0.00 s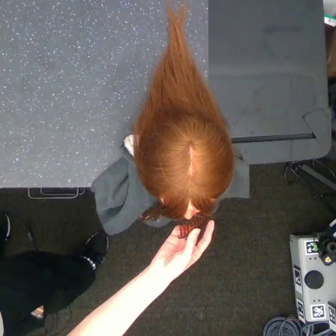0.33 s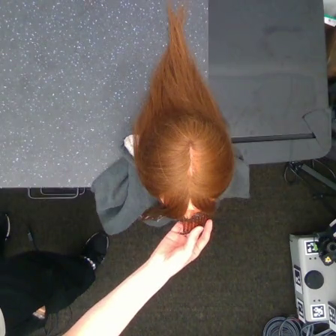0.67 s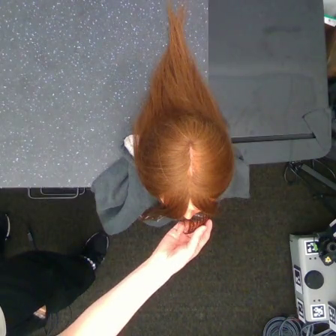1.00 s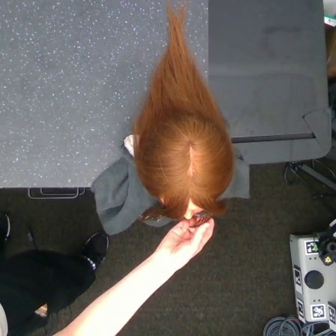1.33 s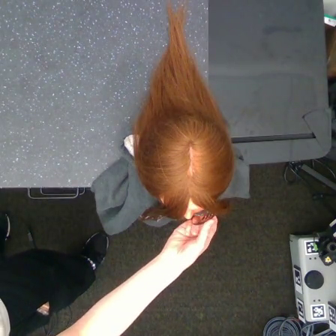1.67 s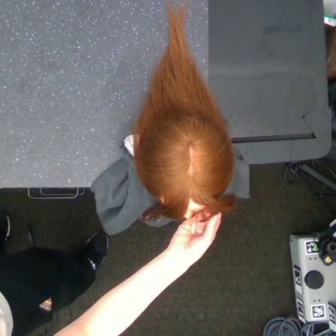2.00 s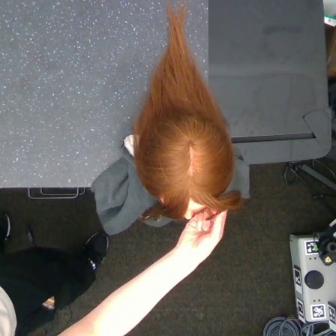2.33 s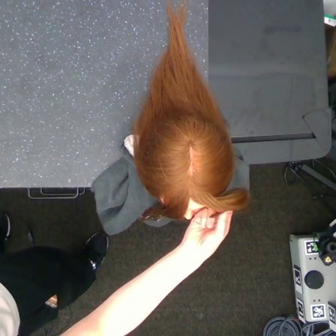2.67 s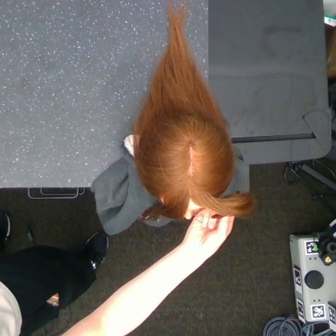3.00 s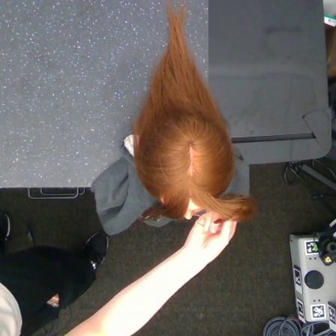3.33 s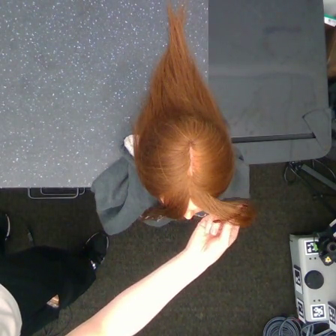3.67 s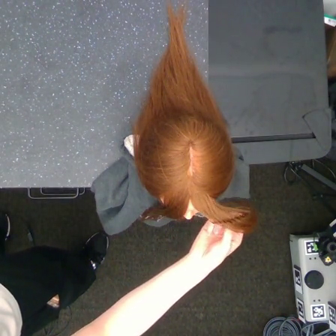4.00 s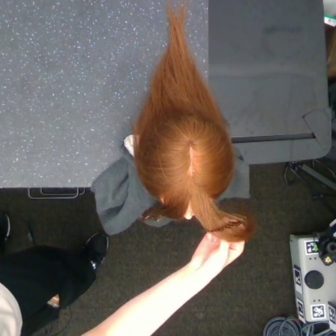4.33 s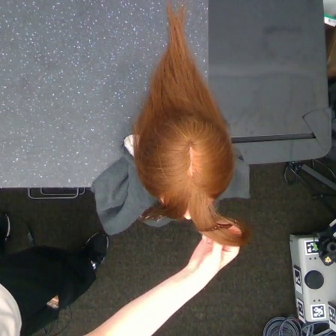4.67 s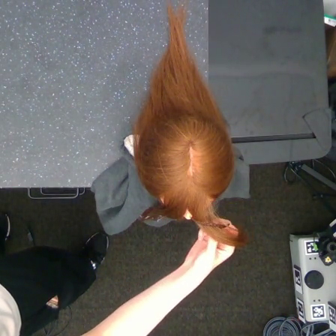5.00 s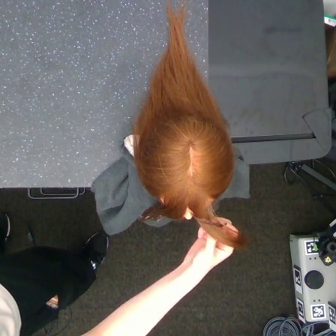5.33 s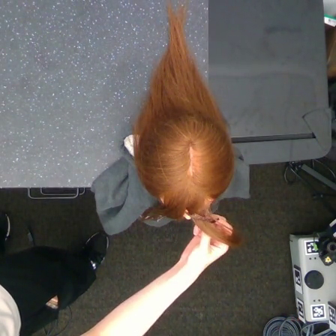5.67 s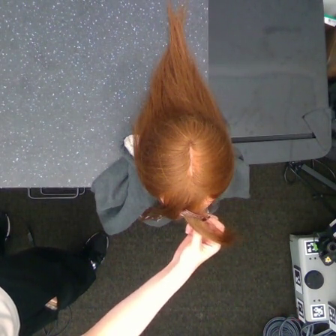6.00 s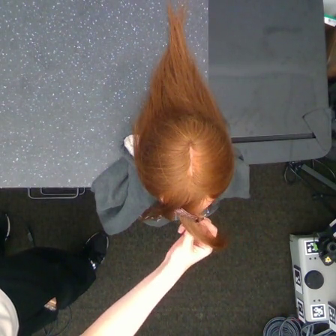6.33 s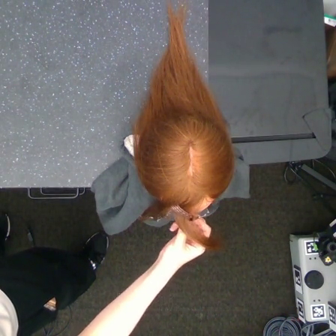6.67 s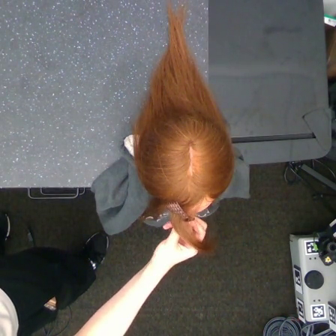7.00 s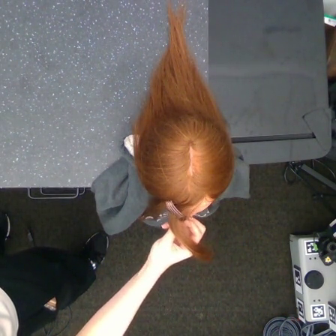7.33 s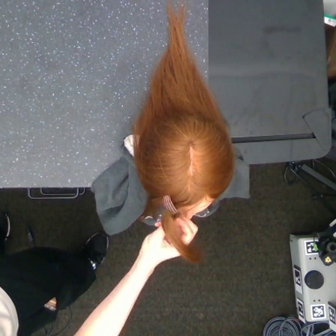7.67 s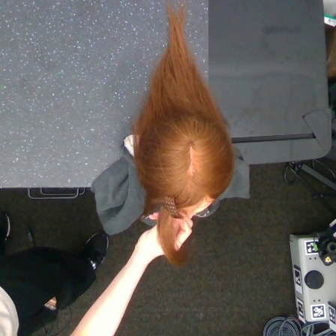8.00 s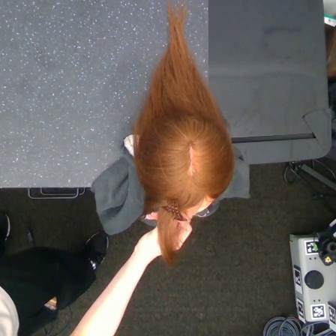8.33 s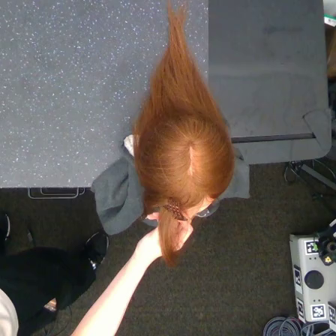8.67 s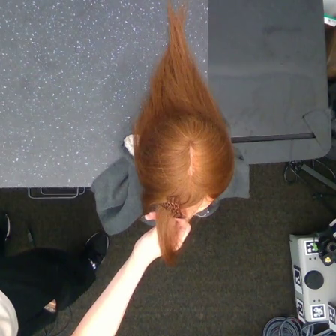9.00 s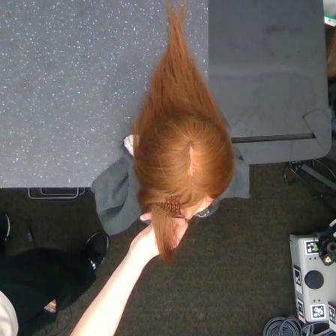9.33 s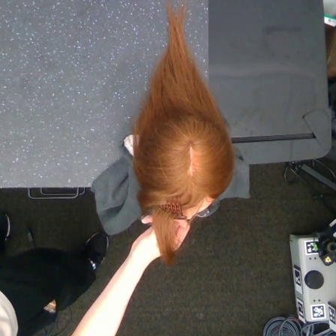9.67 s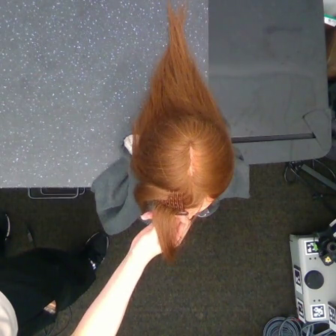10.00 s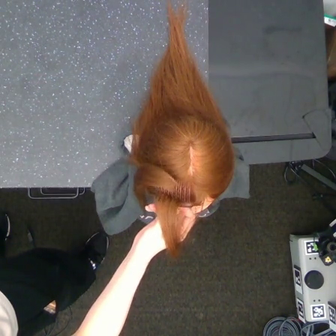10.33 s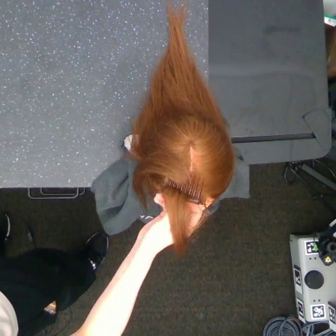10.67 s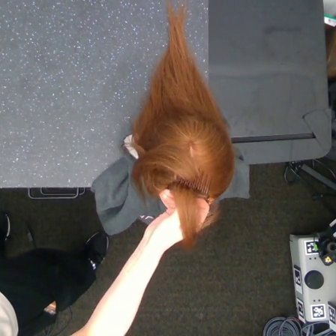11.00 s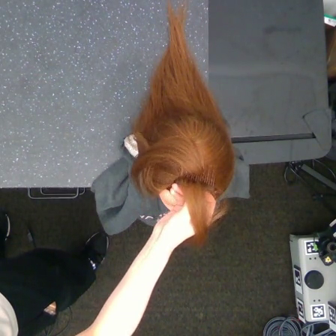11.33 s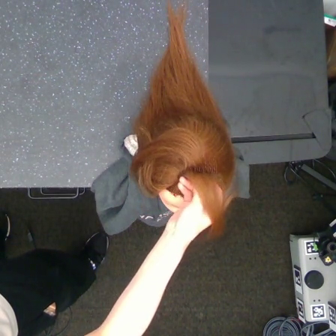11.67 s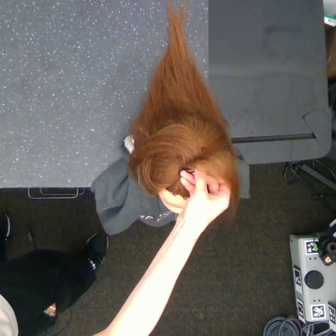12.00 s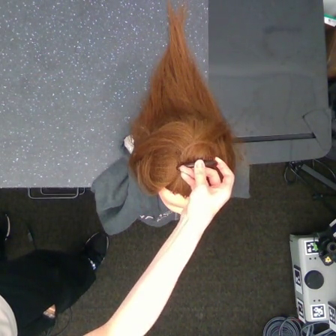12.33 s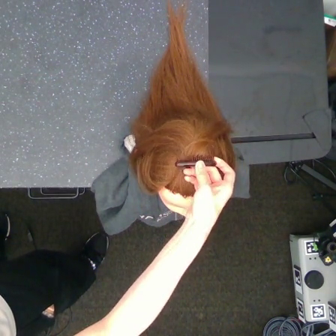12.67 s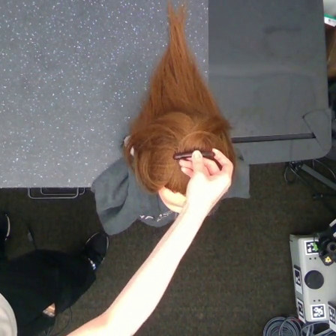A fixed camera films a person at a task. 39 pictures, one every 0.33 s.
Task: tidy front hair.
Motion: move upward and to the right, move to the left, then move upward and to the right.
0.00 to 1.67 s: The hand goes to the right.
1.67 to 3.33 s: The hand goes to the right.
3.33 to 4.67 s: The hand goes downward, on a clockwise arc.
4.67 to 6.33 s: The hand goes to the left.
6.33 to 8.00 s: The hand goes to the left.
8.00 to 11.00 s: The hand stays where it is.
11.00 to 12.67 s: The hand goes upward and to the right.
